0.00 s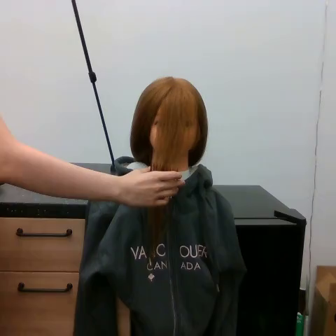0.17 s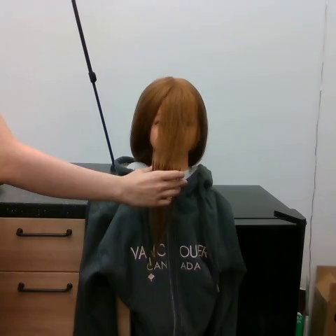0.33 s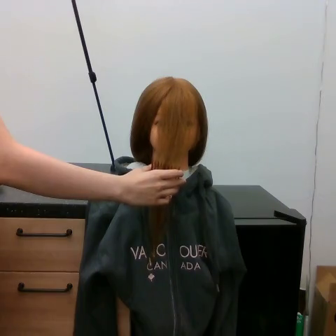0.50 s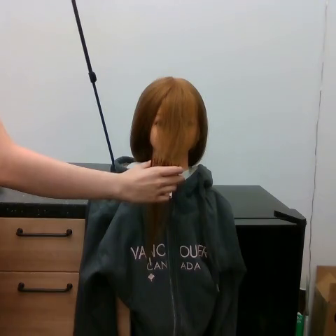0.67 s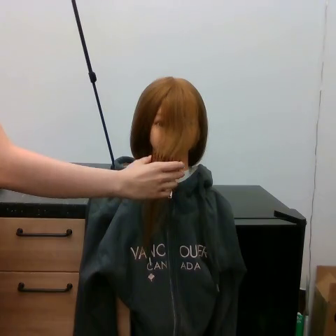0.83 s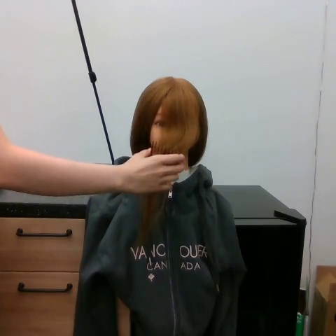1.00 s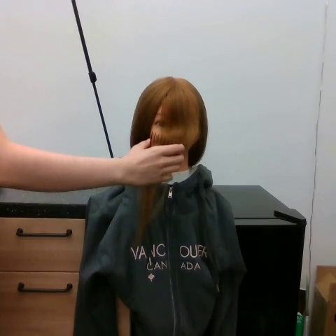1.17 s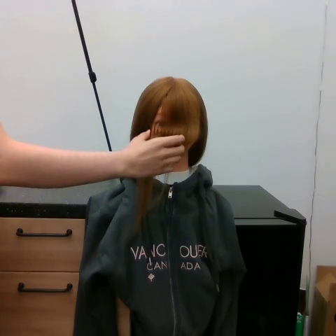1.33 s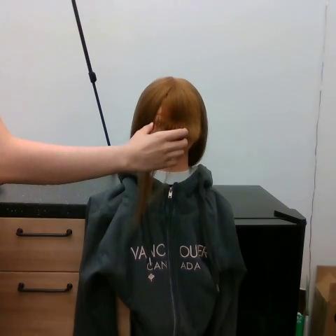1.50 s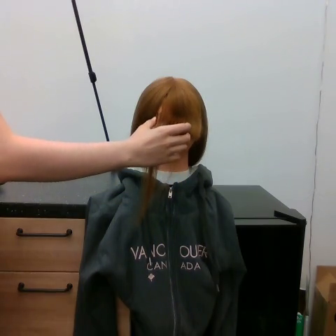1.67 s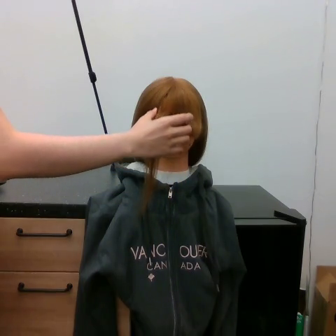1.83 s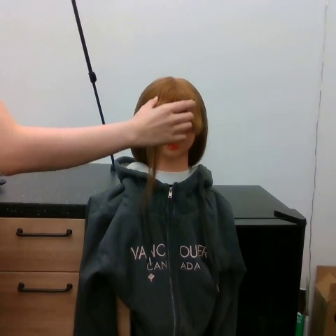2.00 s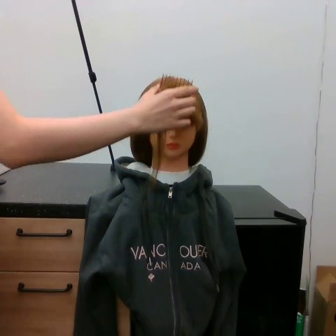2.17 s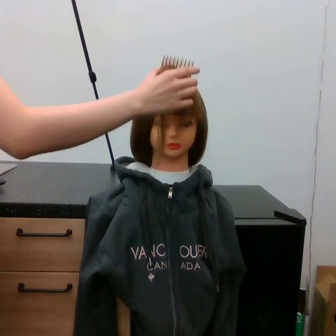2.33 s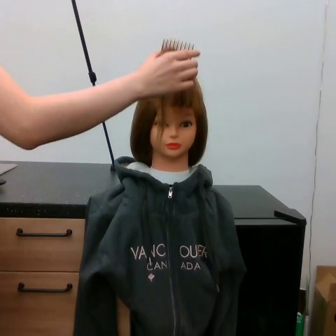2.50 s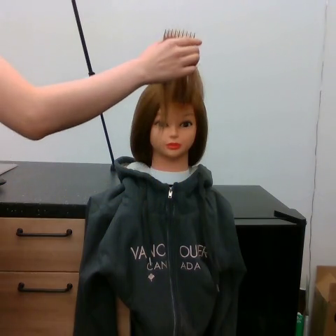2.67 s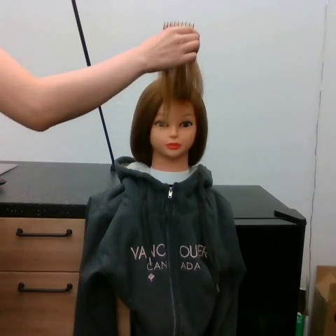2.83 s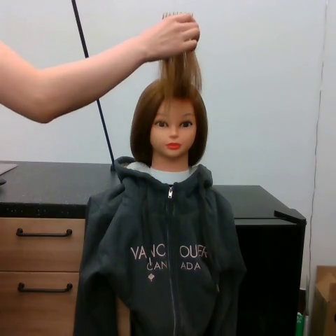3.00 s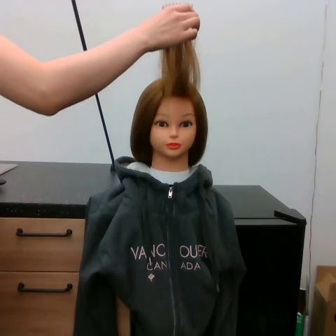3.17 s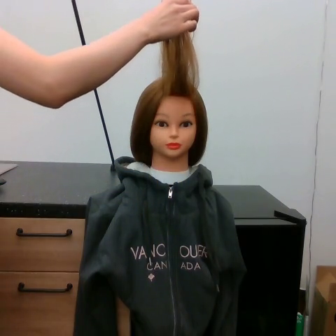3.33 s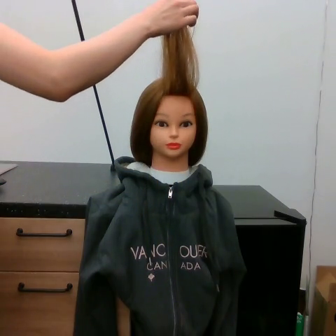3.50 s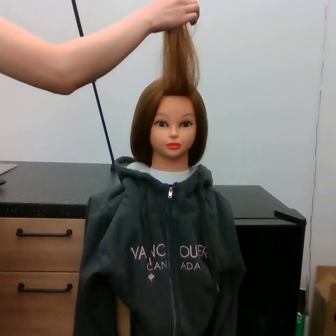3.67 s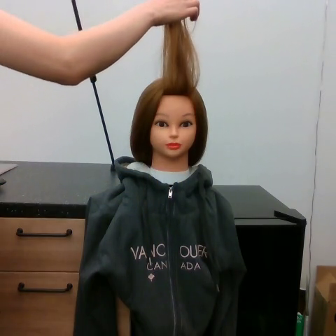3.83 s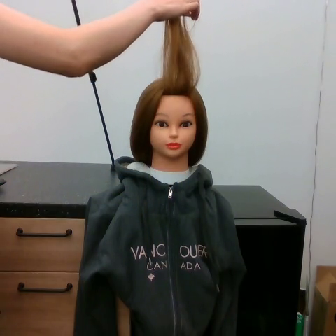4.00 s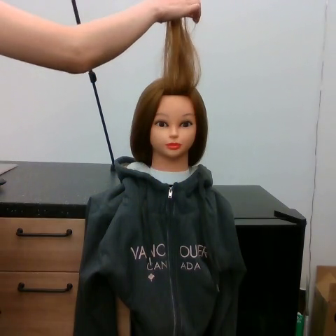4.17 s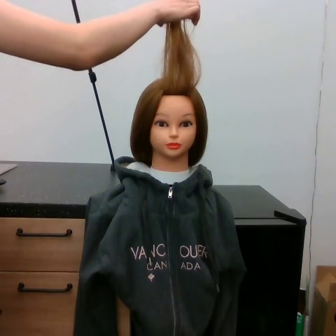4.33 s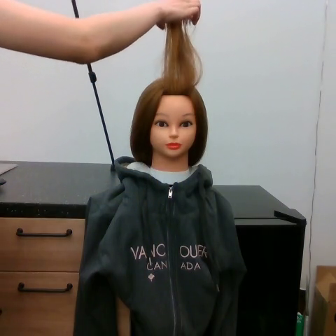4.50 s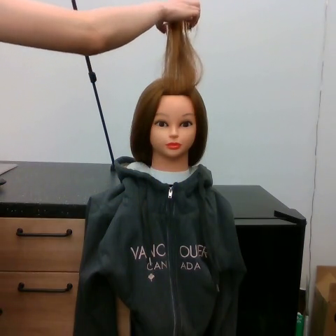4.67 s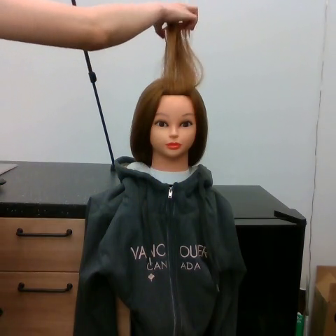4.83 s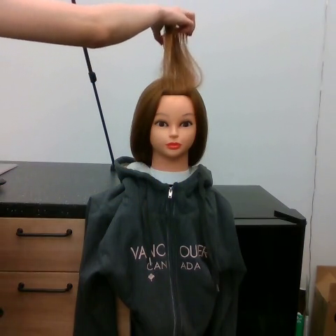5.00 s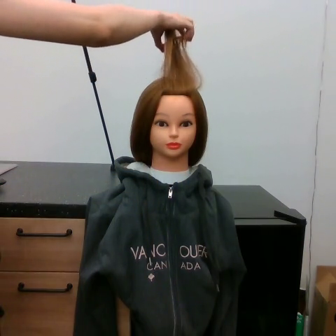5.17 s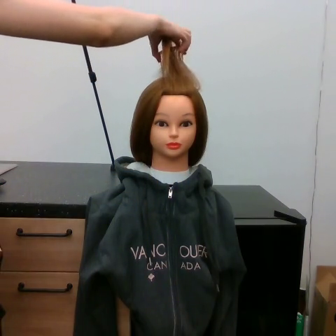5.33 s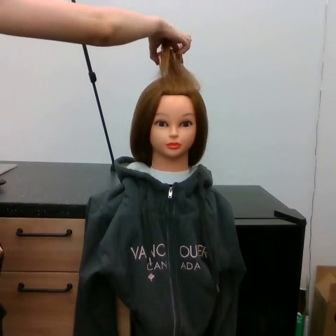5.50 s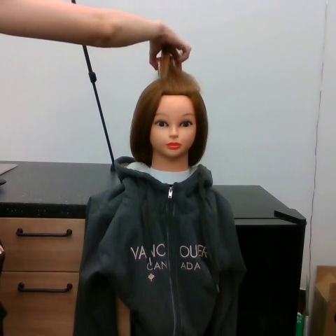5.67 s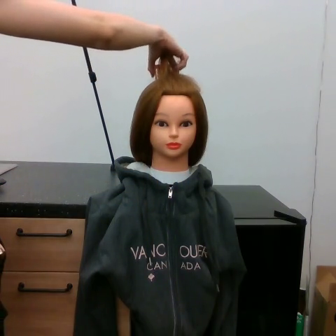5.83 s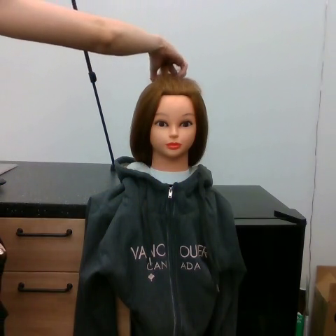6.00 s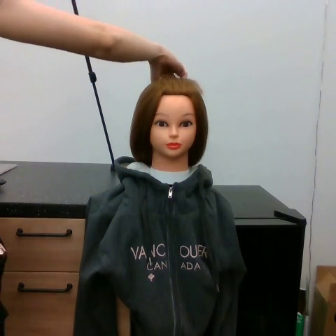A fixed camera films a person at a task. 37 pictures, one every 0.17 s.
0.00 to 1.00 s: The hand goes upward.
1.00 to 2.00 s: The hand goes upward.
2.00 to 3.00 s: The hand goes upward.
3.00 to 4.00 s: The hand moves only a little.
4.00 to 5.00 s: The hand goes downward.
5.00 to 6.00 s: The hand goes downward.
Task: tidy front hair.
Motion: move upward, then move downward.
